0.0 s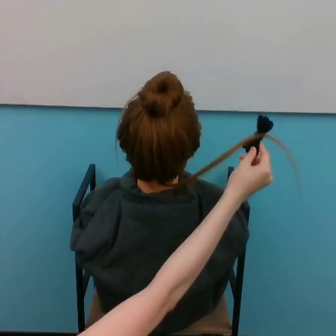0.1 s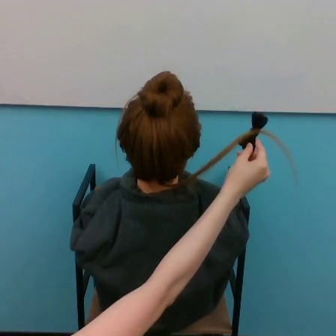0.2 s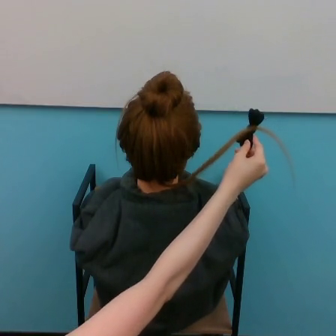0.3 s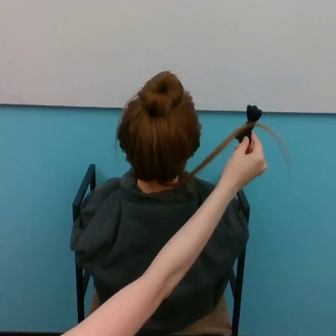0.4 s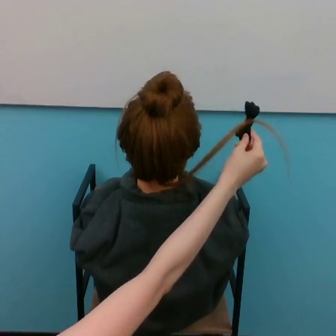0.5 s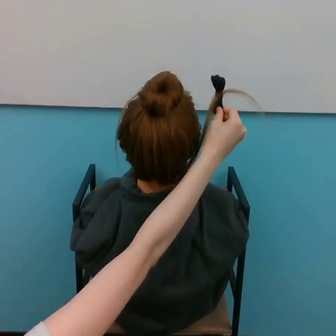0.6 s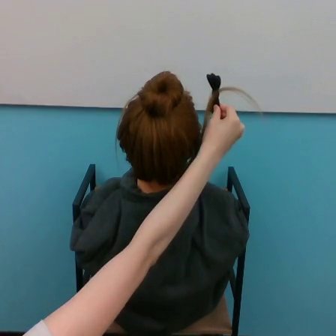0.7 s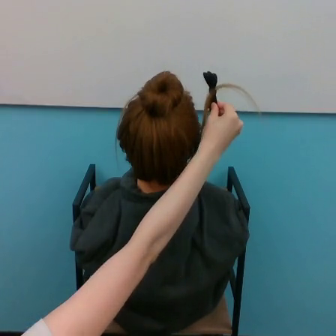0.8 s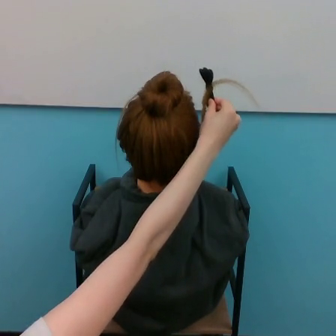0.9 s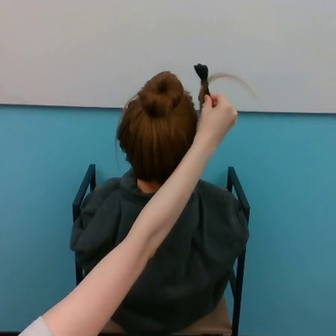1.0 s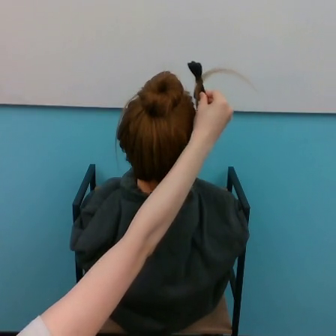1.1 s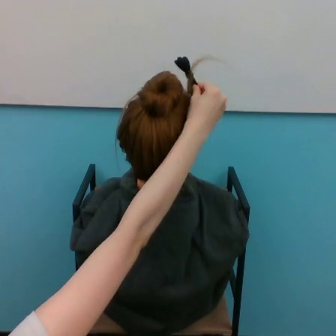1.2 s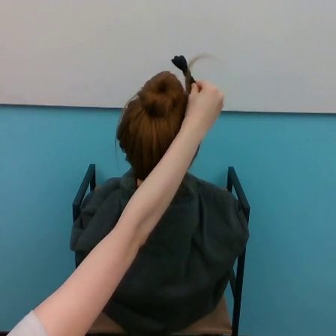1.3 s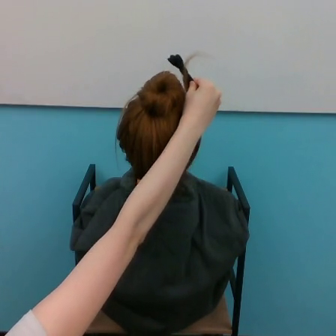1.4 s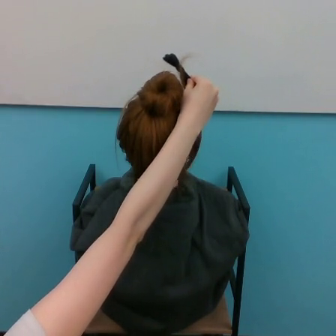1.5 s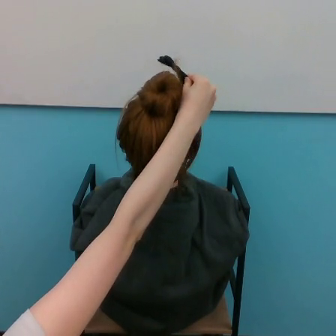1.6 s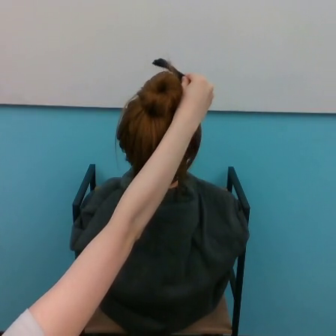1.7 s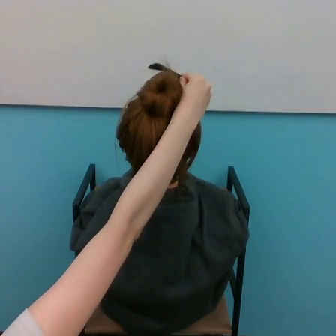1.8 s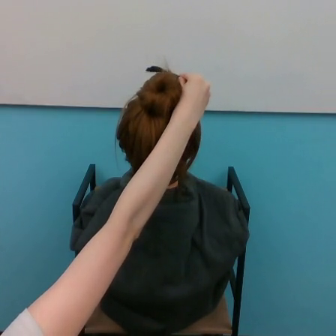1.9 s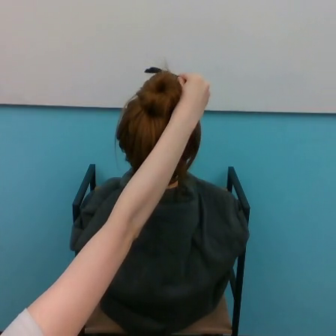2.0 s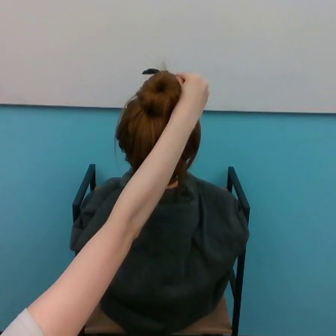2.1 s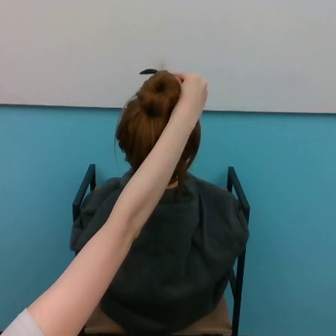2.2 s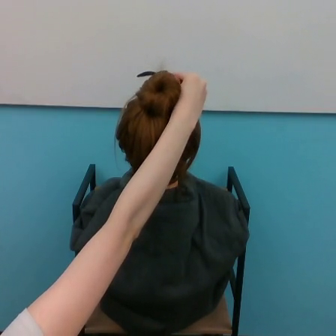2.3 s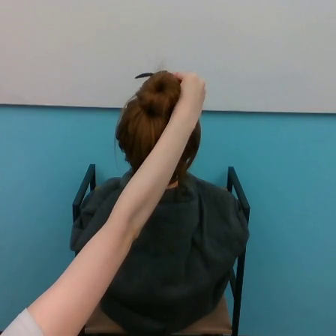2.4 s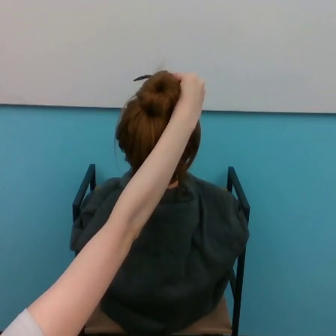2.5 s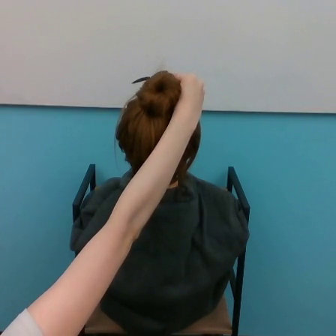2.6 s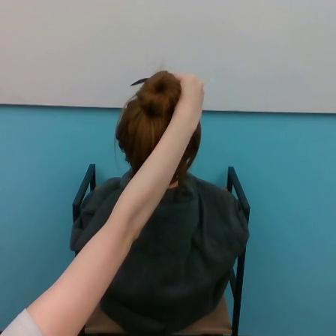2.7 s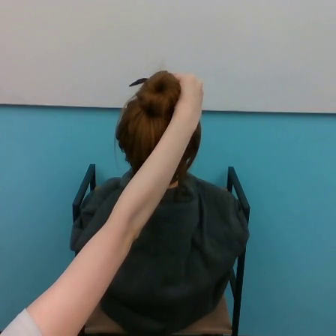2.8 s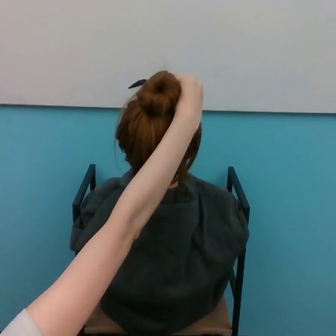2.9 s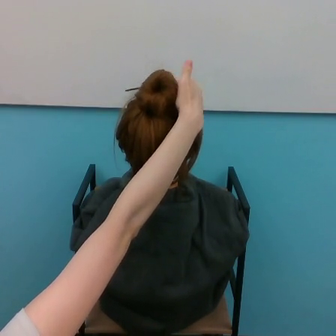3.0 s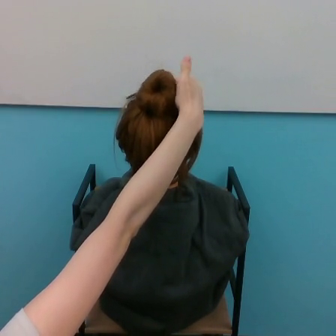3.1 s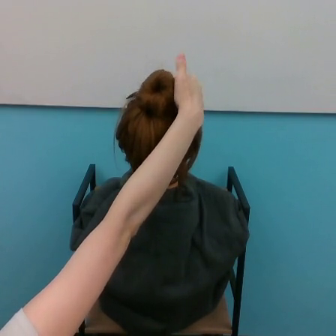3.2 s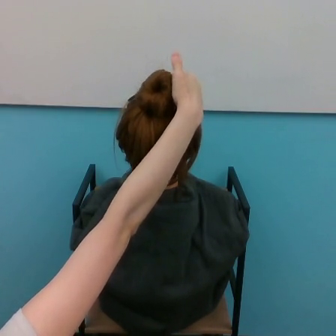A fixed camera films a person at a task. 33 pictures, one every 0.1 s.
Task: tidy back hair.
0.0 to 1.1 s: The hand goes upward and to the left.
1.1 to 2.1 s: The hand goes to the left.
2.1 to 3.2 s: The hand moves only a little.
